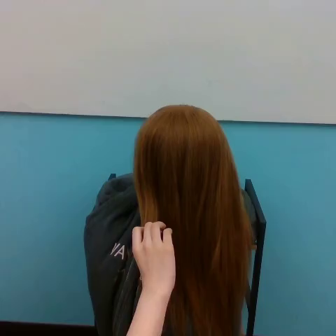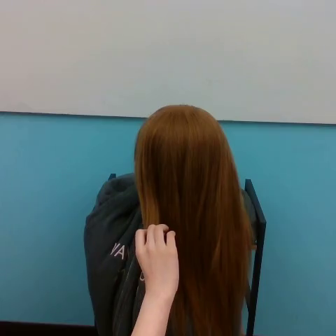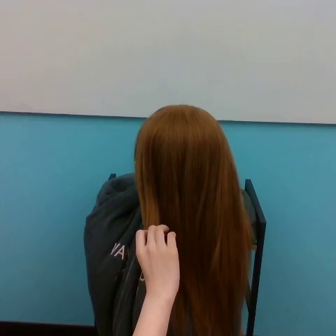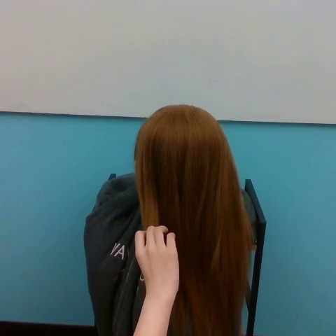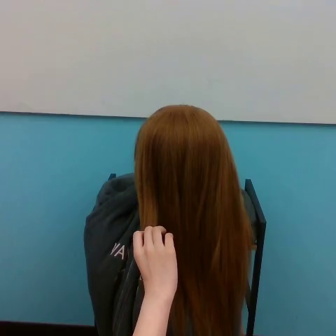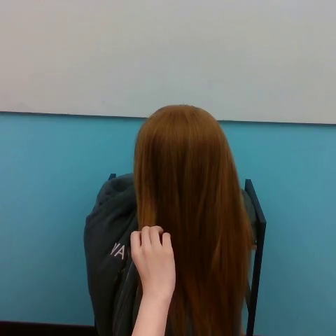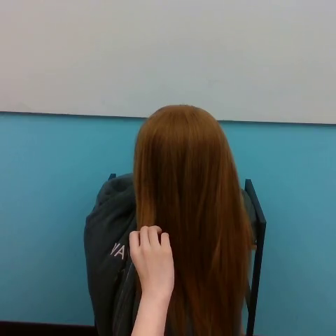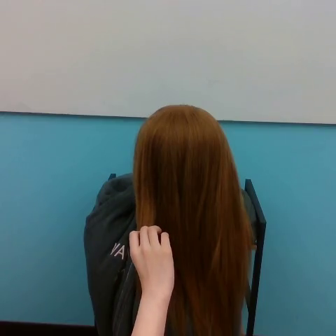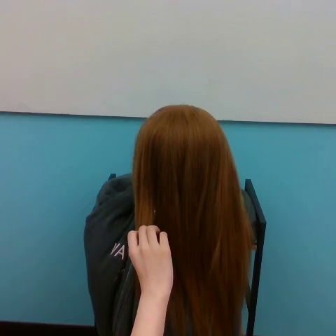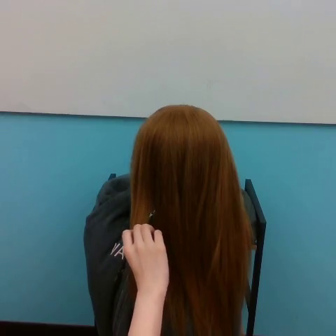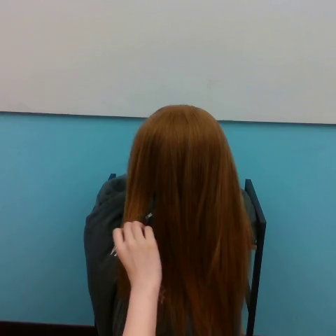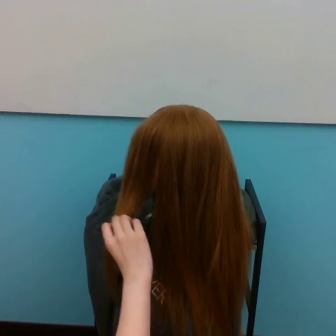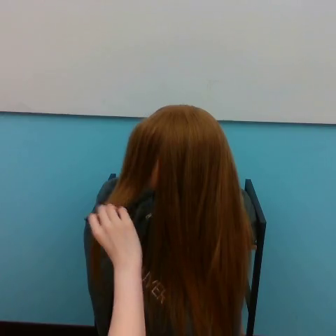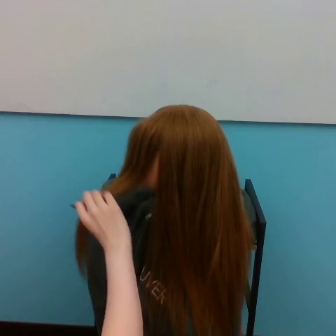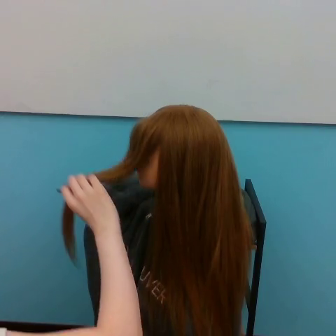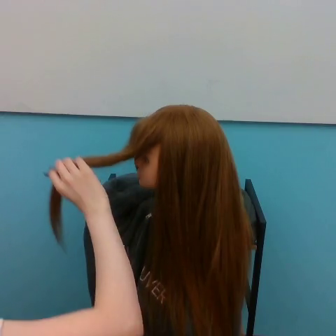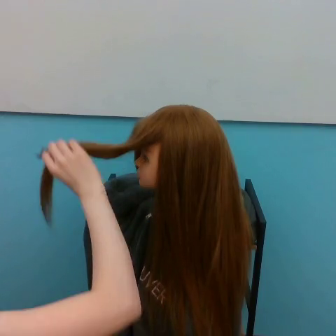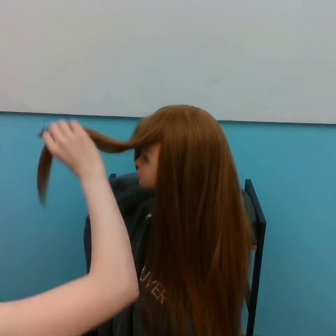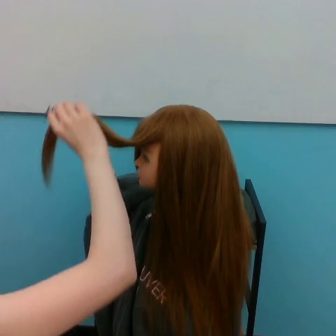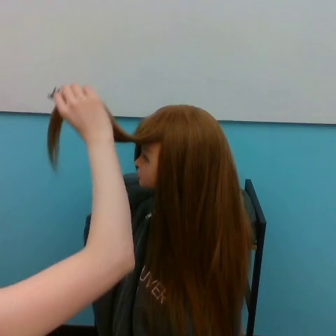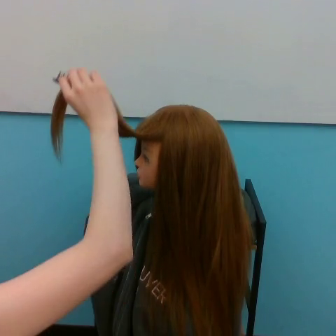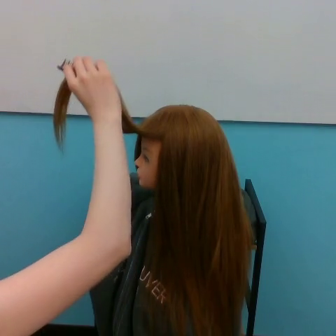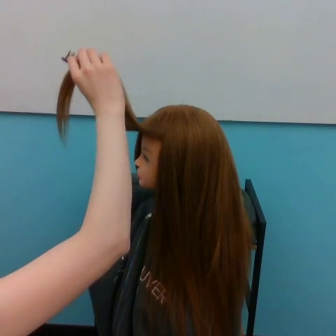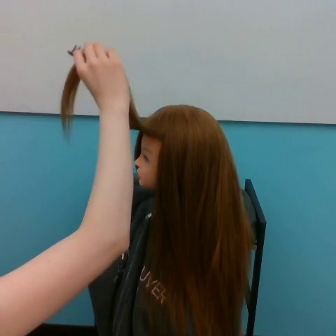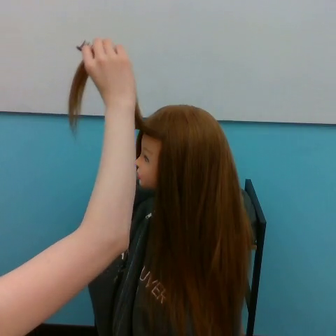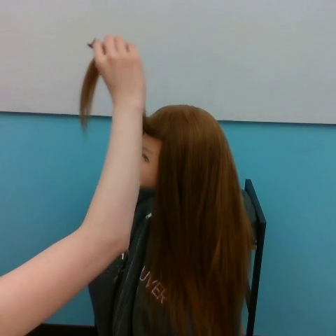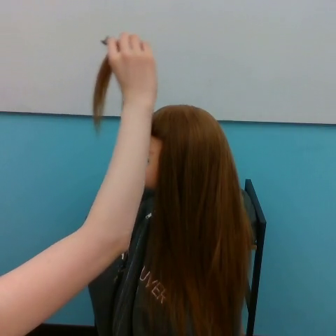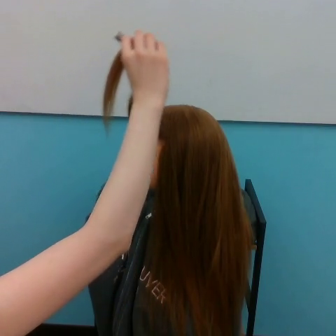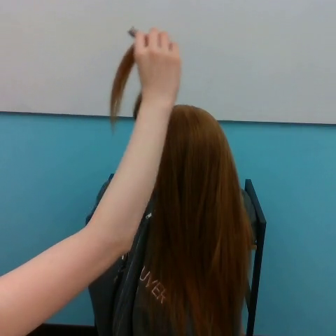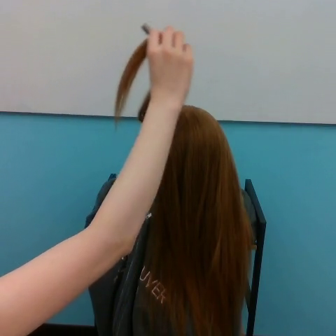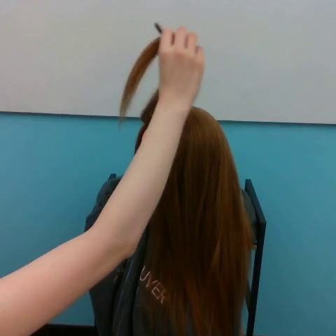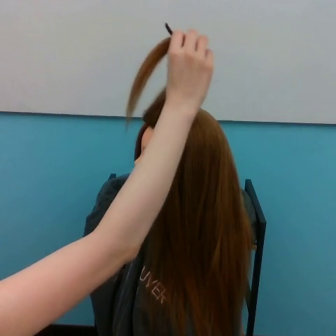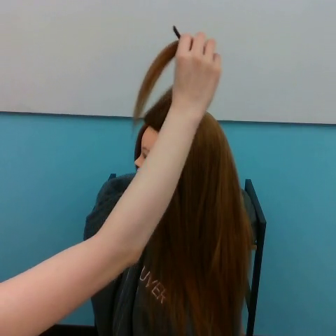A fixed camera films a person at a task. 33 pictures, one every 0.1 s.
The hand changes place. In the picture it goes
upward.
0.0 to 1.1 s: The hand goes to the left.
1.1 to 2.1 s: The hand goes upward.
2.1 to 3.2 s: The hand goes to the right.
Task: tidy side hair.
